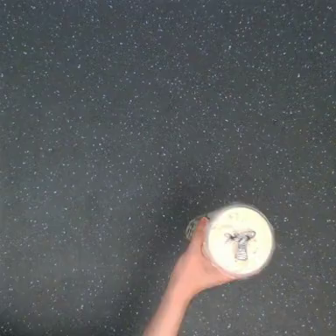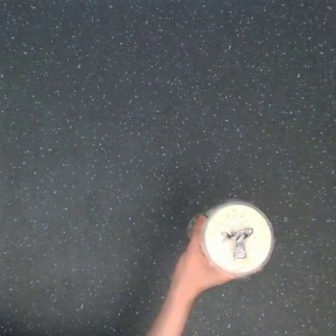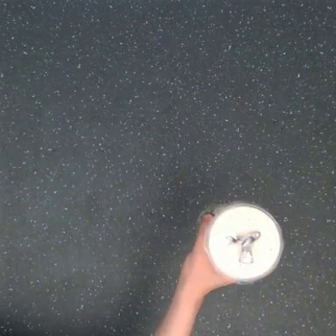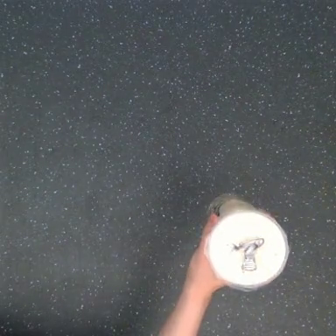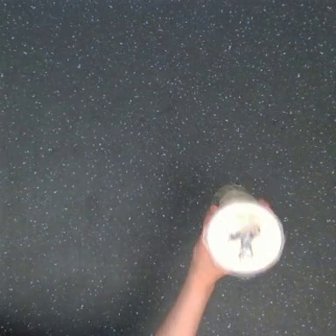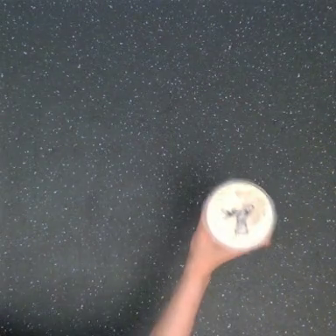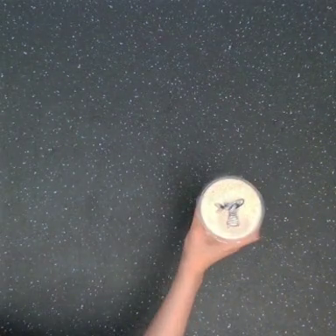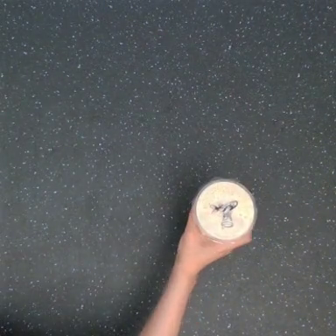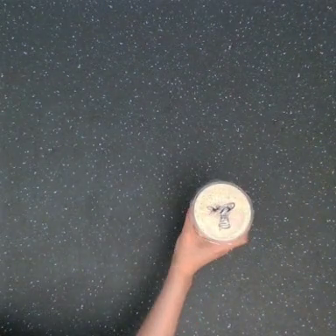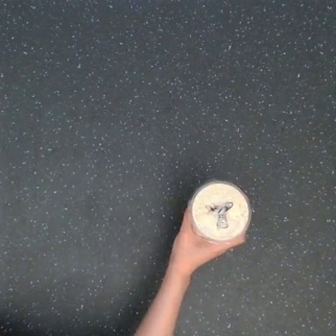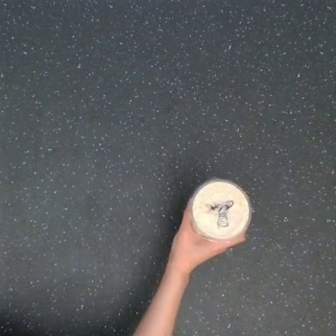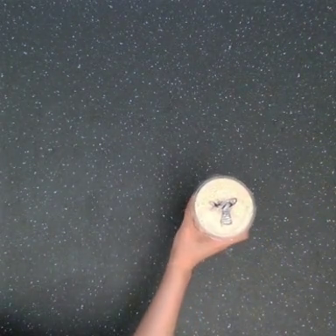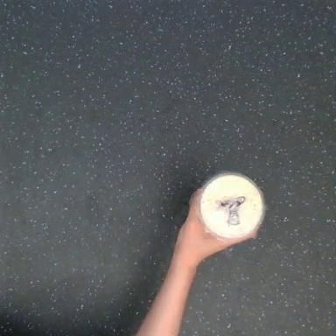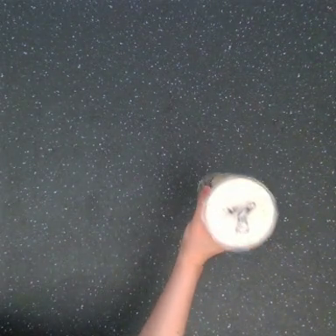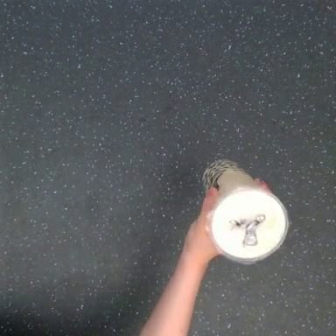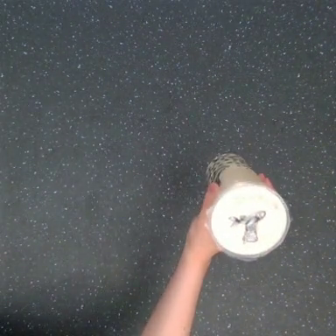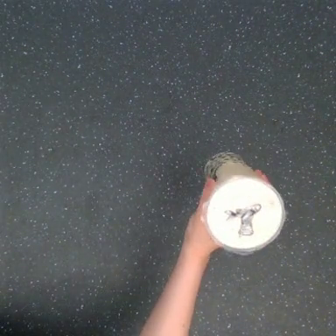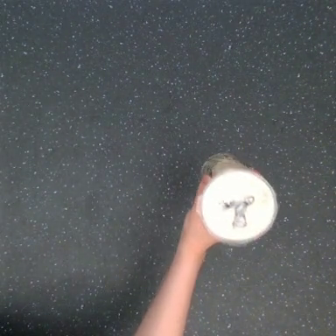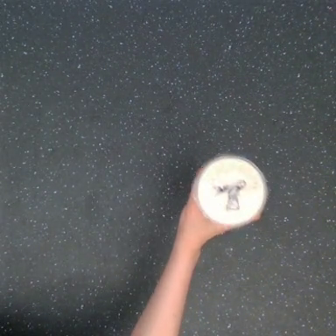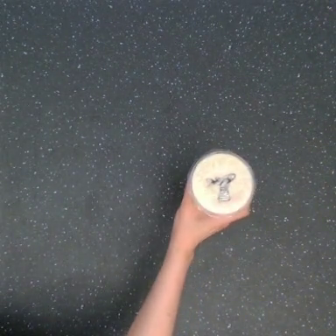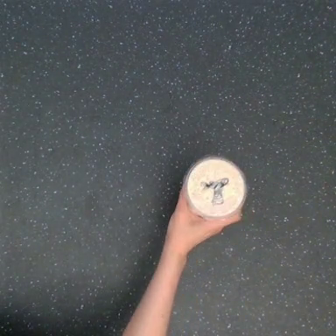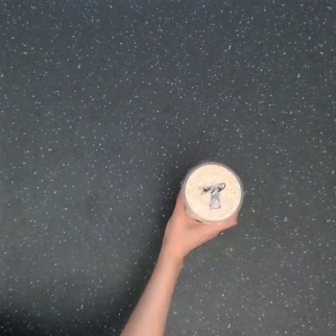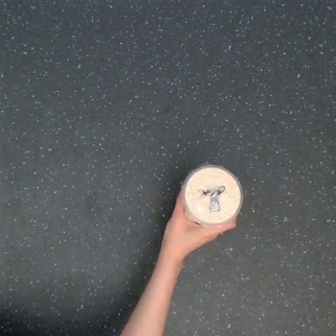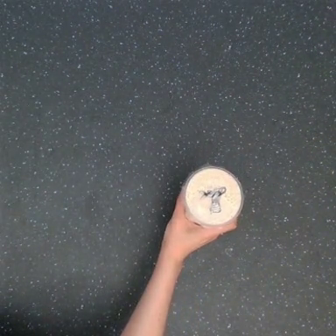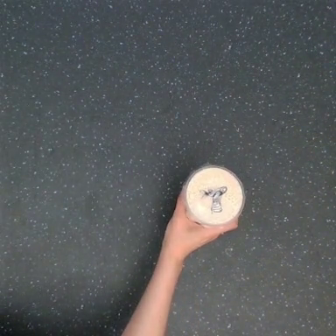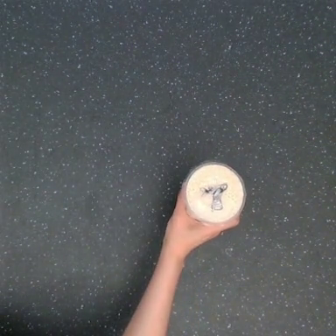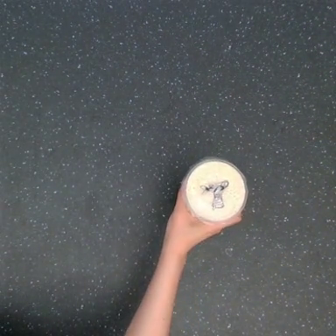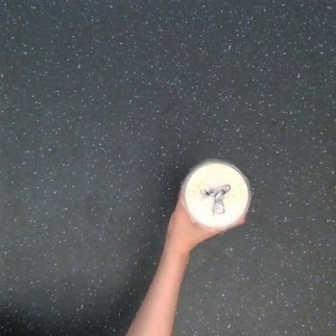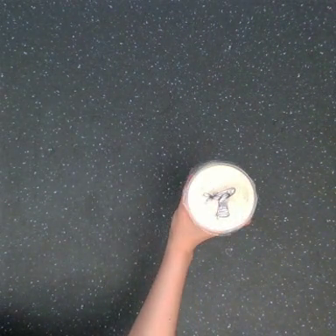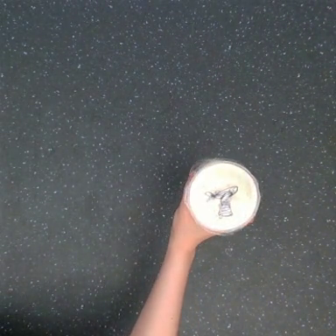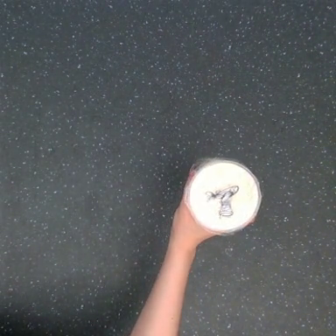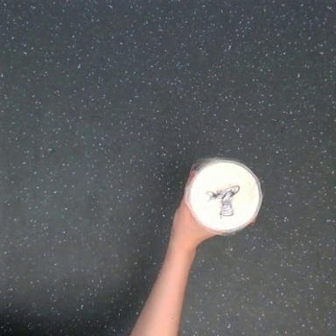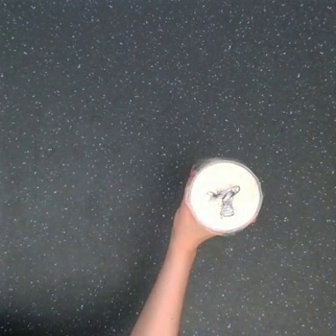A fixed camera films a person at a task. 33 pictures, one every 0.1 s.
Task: shake the boba.
0.0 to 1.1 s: The hand goes upward, then to the left.
1.1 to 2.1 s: The hand goes upward, then downward.
2.1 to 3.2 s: The hand goes upward.
